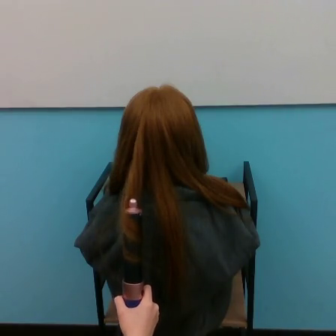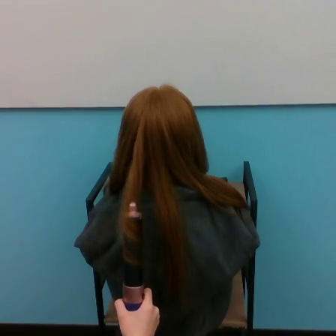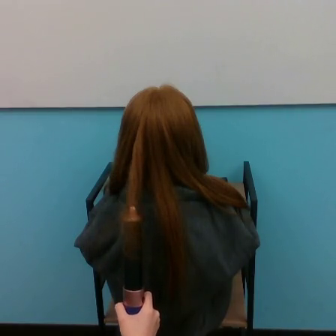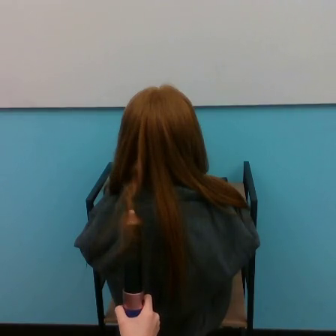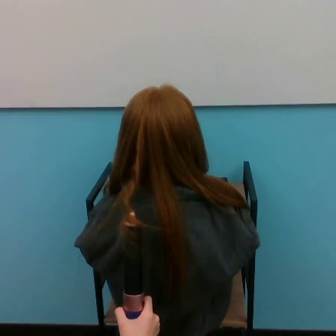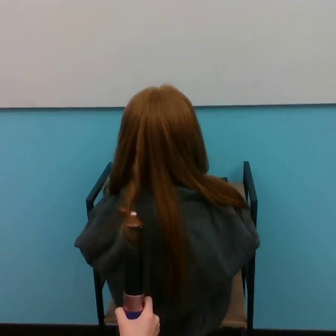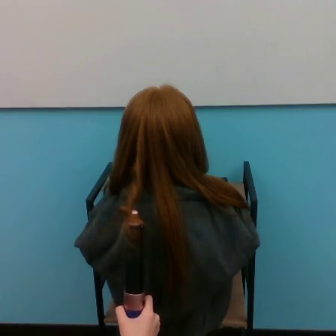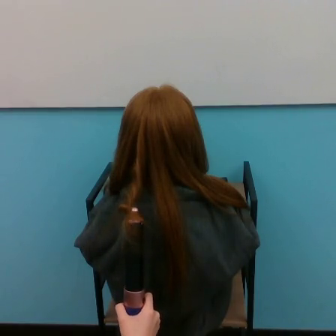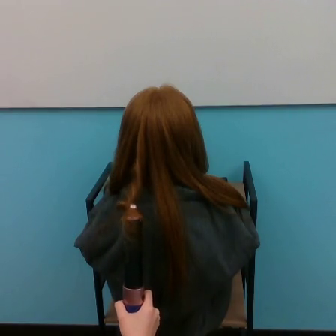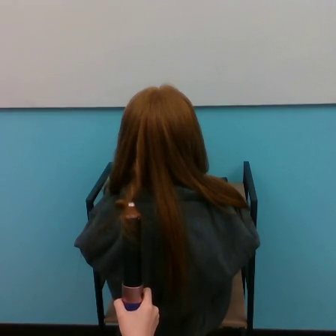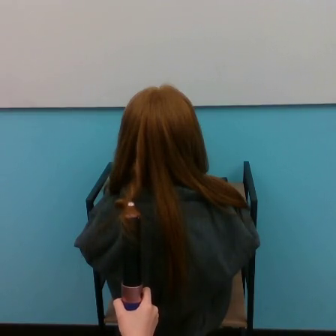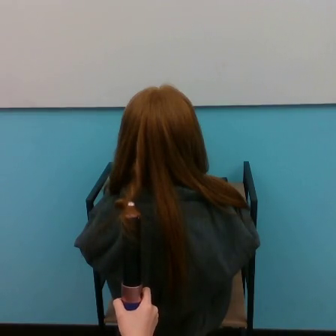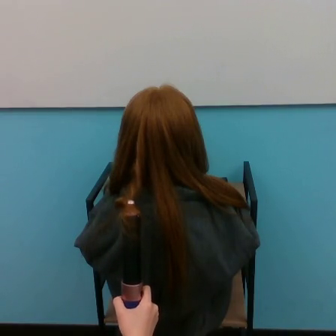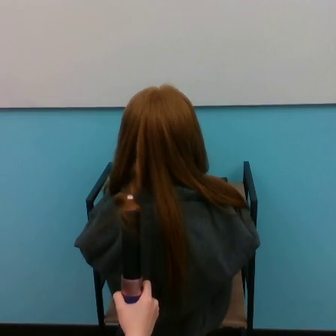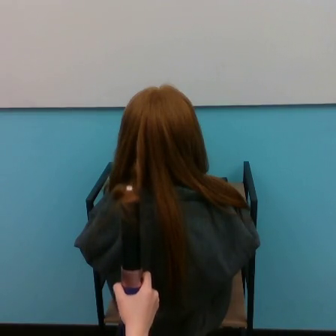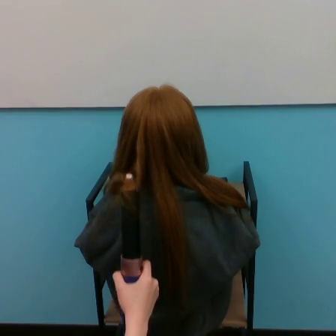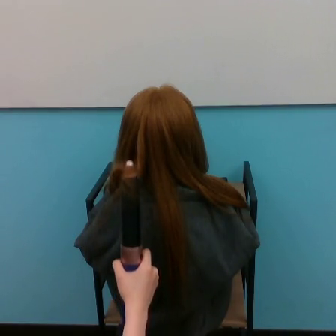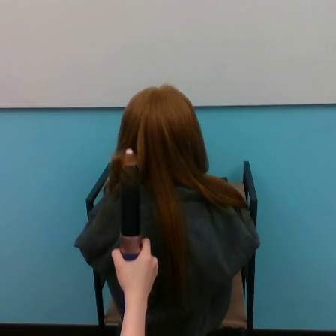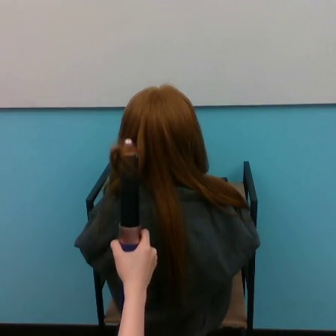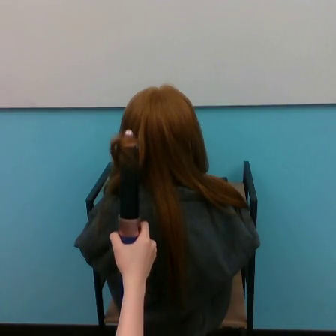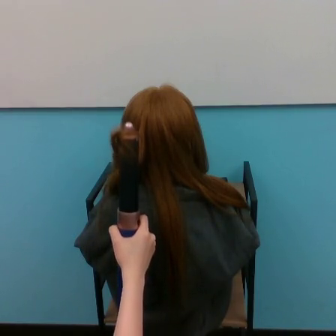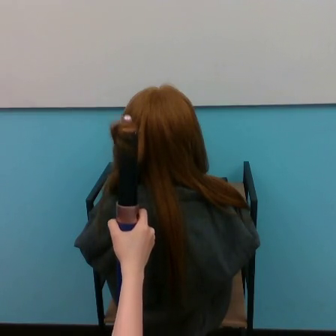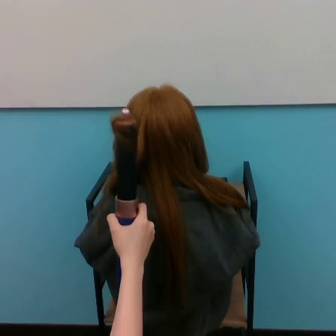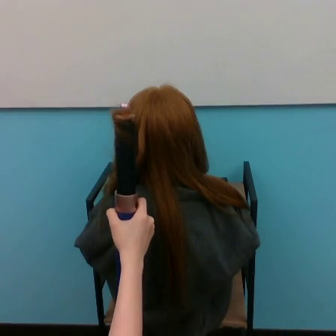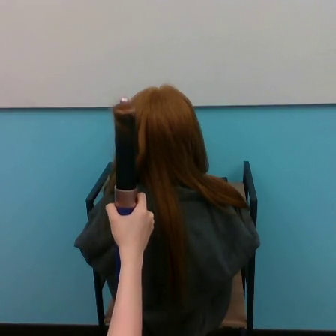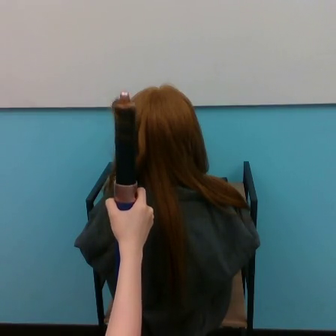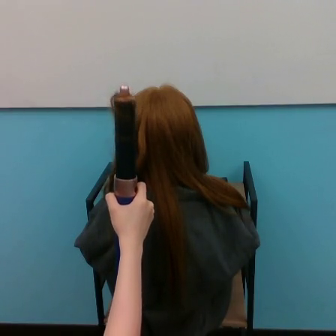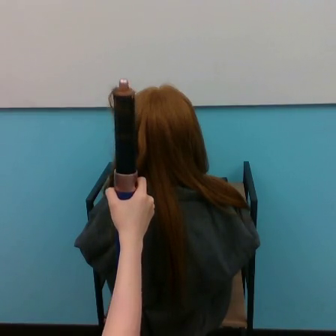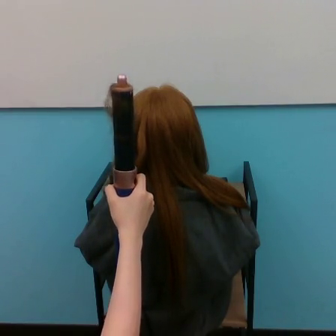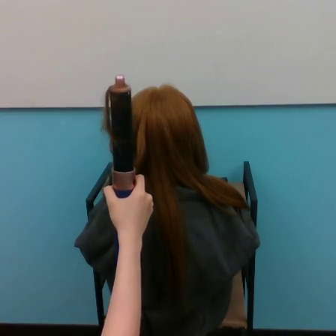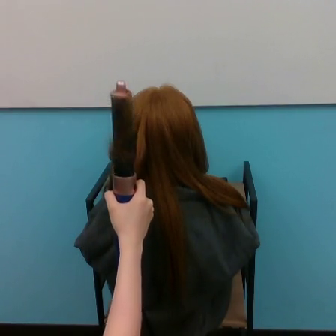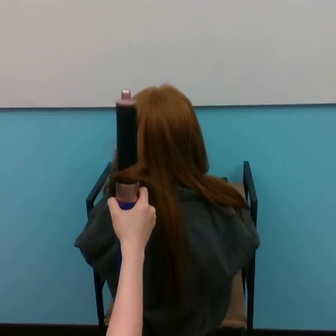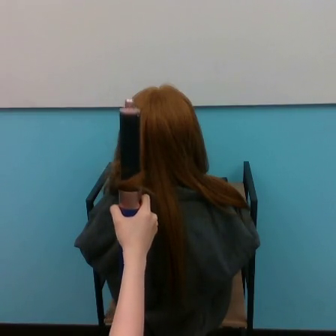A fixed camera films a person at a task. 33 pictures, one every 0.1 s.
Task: curl hair.
0.0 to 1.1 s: The hand goes upward, then downward.
1.1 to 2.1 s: The hand goes upward.
2.1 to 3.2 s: The hand goes upward, then downward.
